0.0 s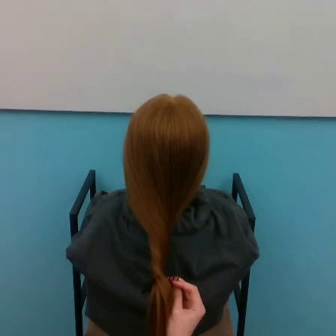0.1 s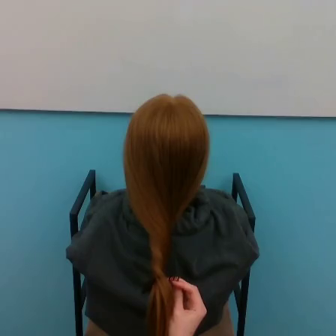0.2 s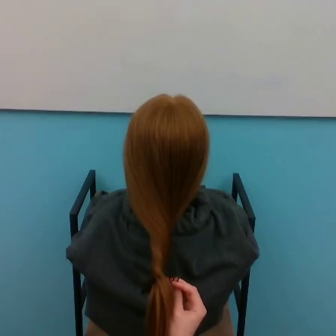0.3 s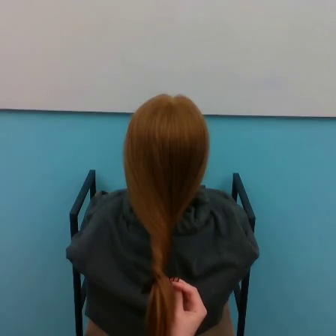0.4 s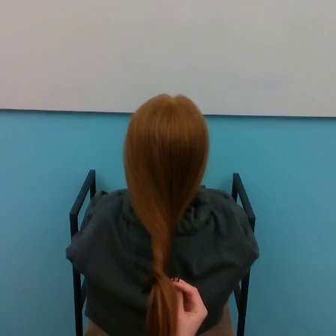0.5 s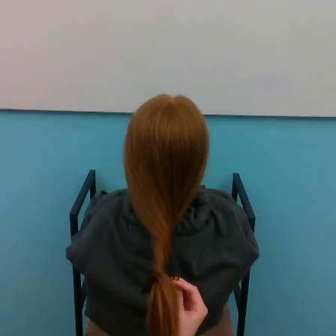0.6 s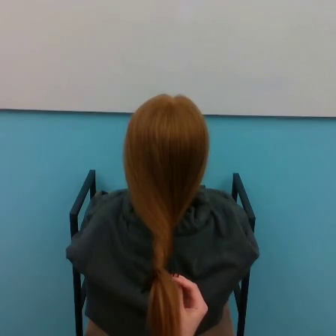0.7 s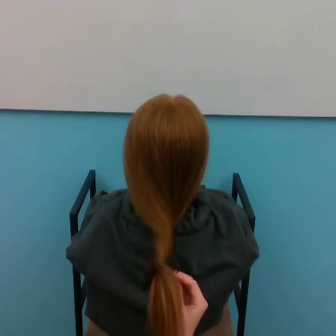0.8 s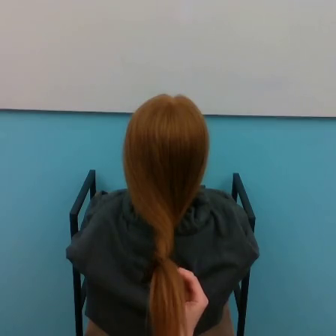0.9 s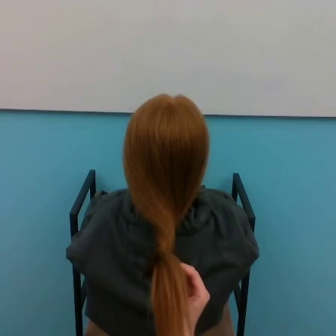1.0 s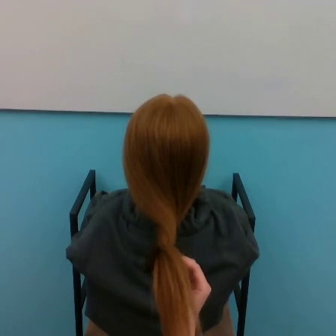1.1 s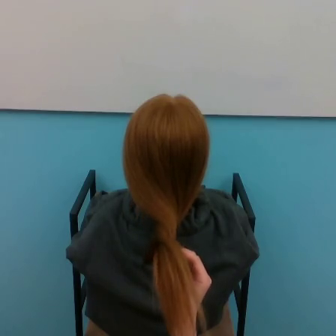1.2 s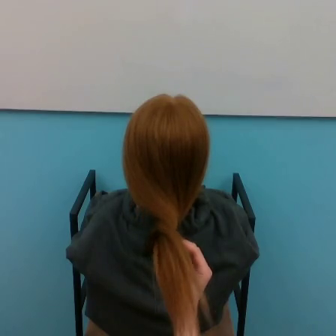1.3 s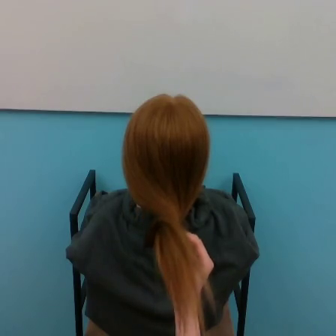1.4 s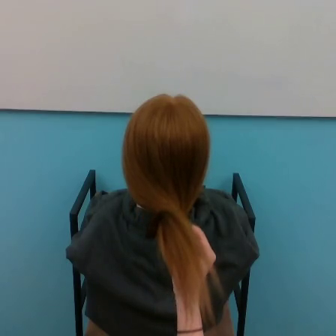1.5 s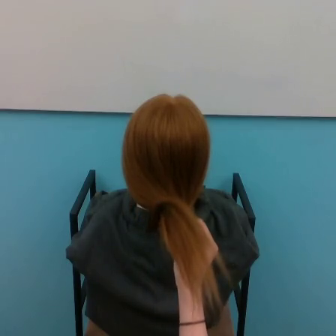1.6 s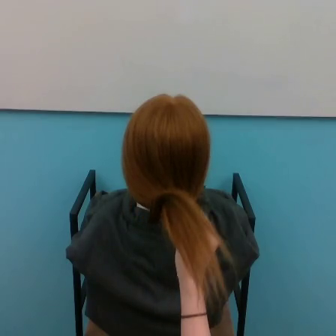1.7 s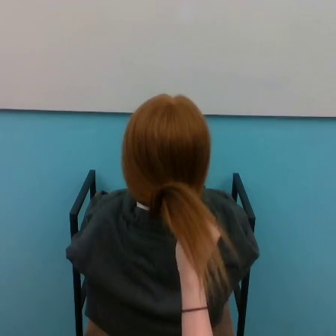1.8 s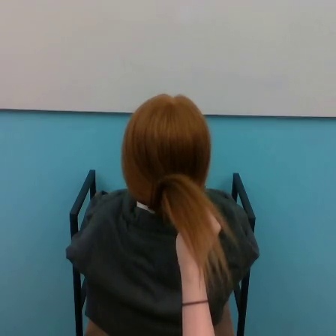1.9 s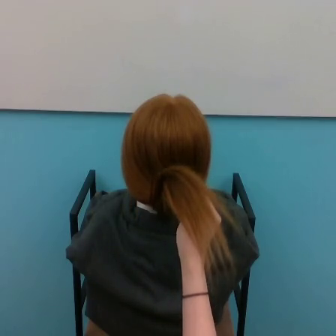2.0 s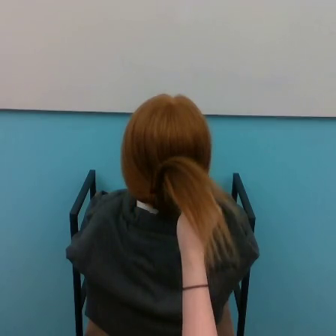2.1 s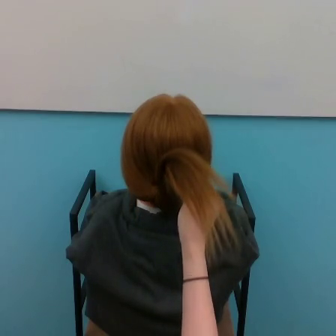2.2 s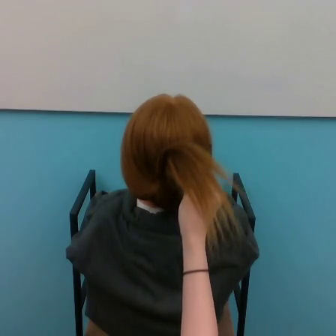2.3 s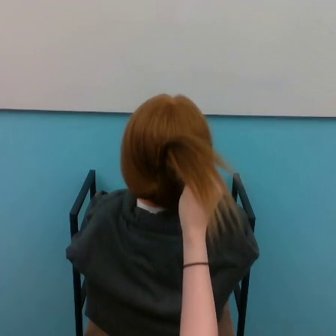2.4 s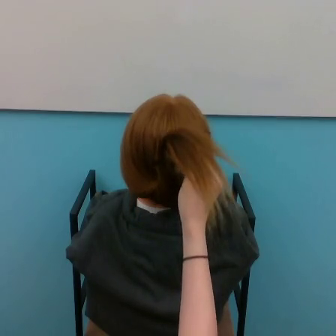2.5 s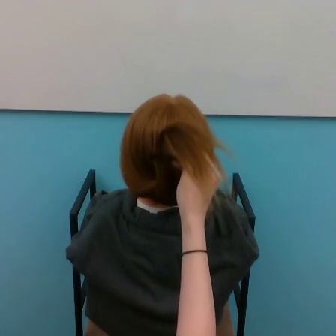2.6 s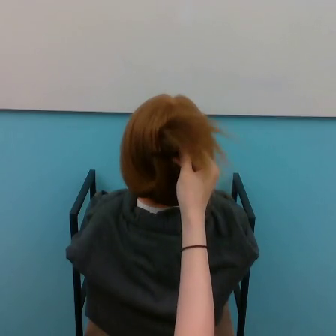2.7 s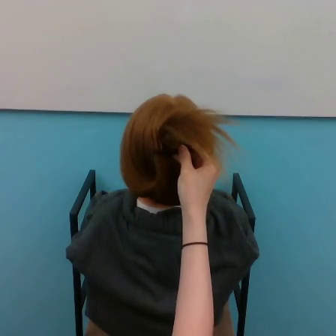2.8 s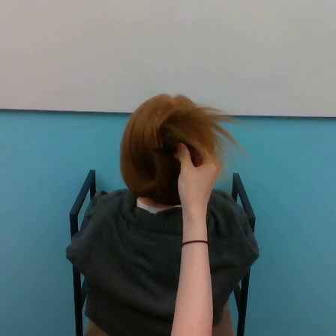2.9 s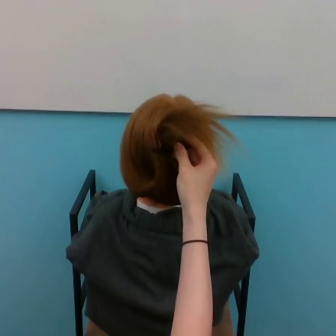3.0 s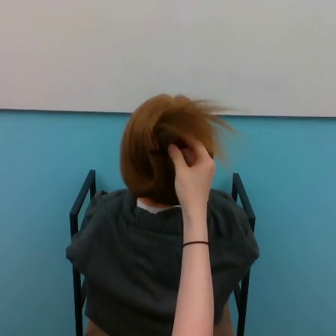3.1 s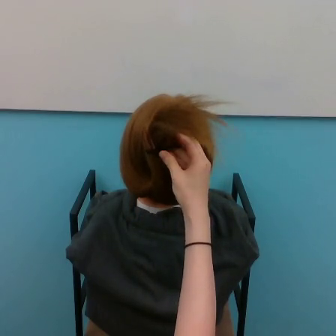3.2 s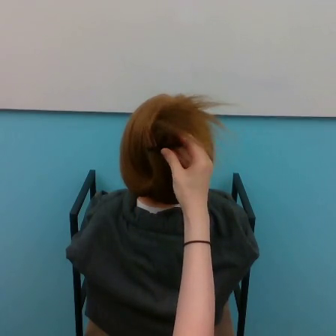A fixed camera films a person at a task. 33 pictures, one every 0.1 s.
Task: style hair.
0.0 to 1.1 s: The hand goes upward.
1.1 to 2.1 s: The hand goes upward.
2.1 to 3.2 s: The hand goes upward.
